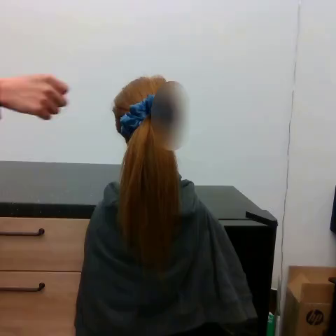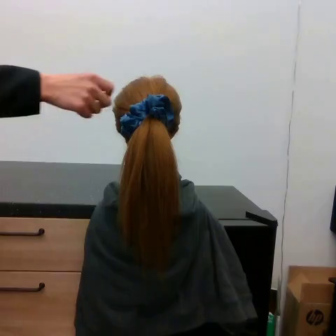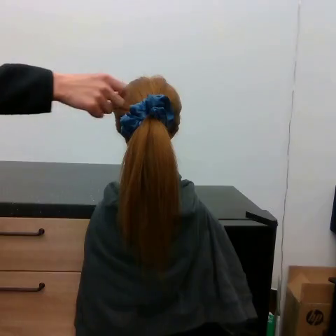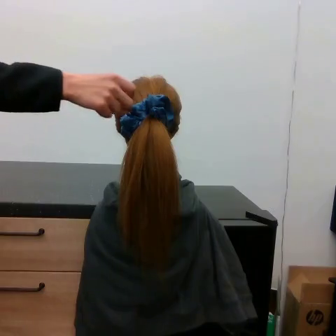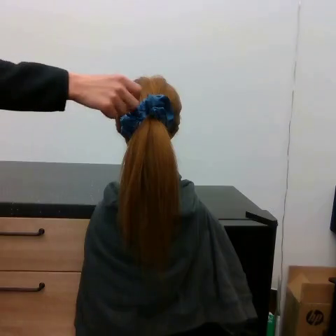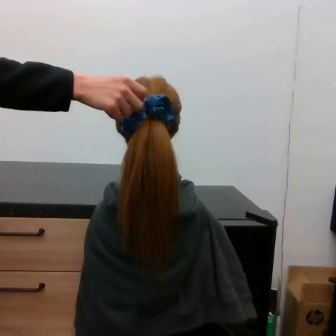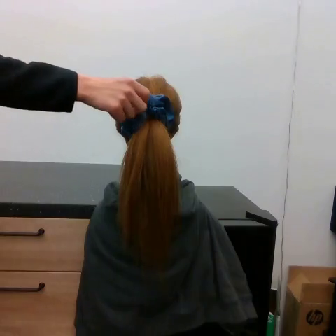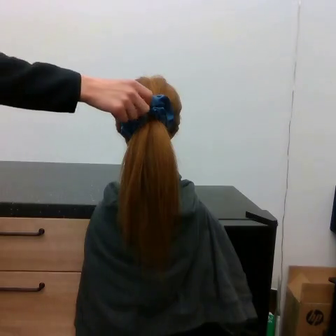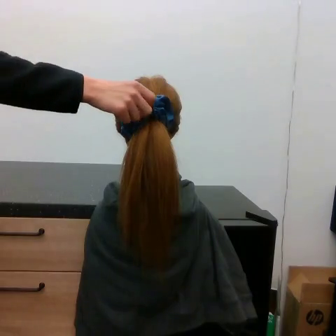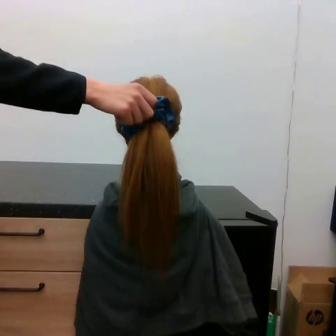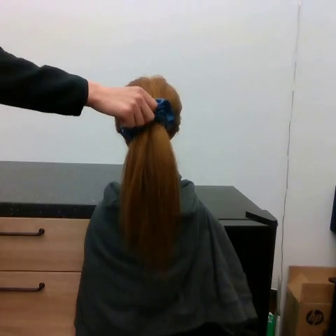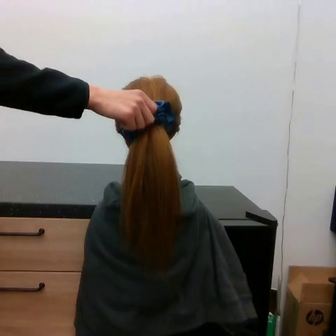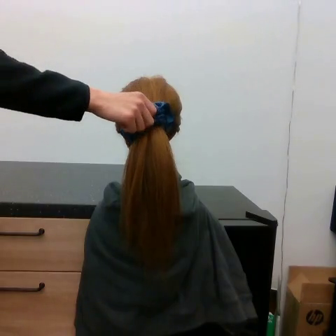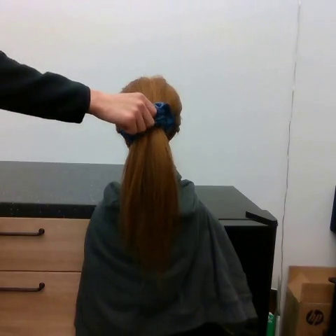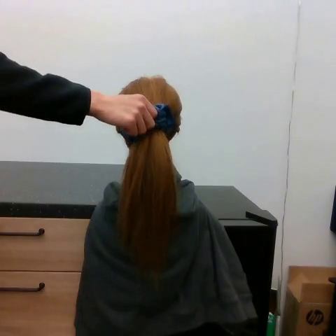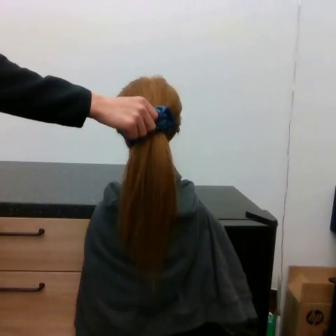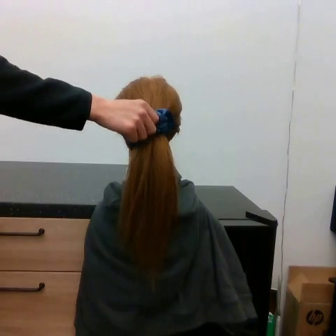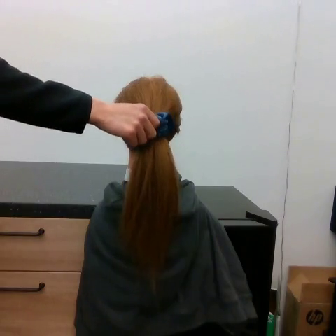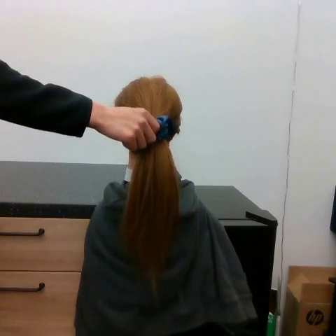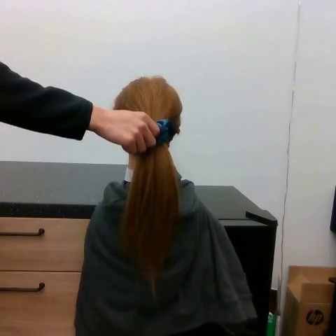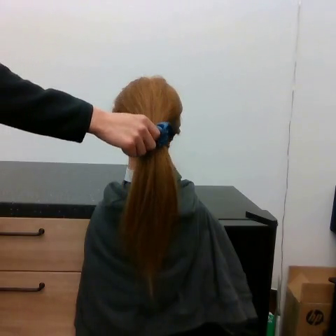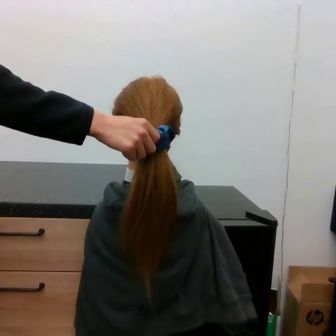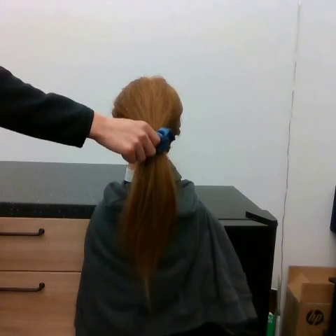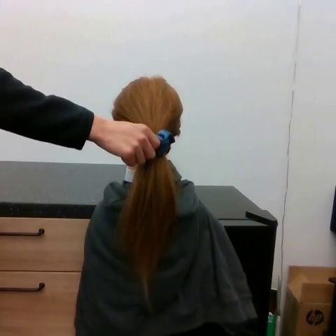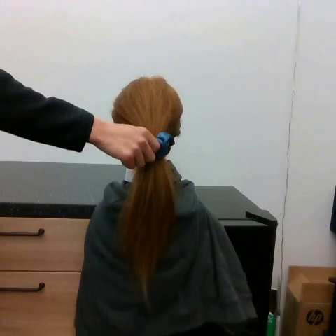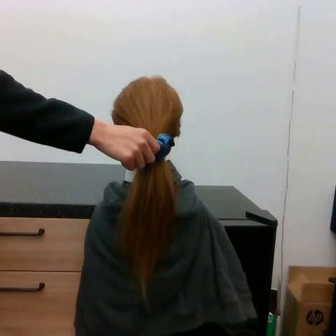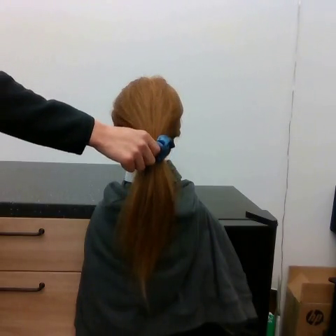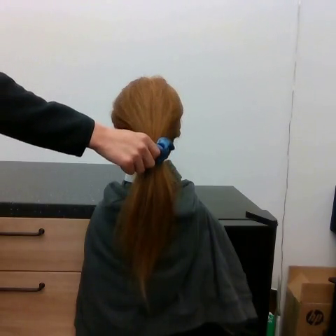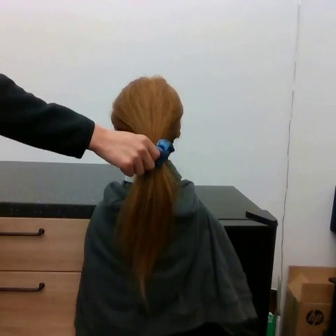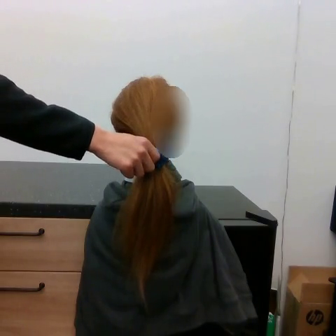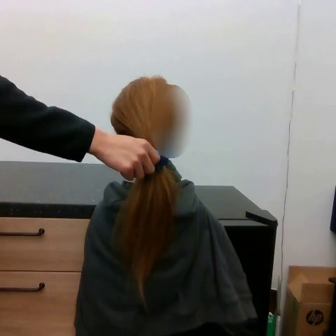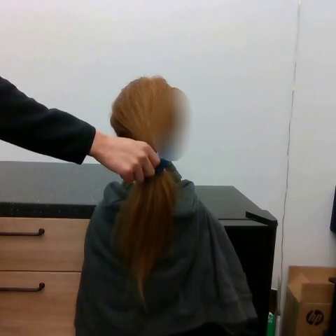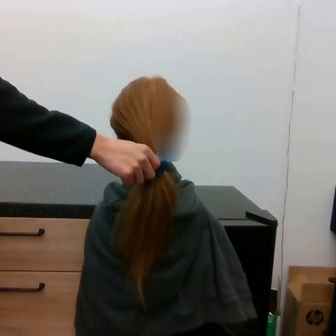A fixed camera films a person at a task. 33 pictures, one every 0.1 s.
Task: remove hair tie.
0.0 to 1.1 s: The hand goes to the right.
1.1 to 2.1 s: The hand goes downward.
2.1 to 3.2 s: The hand goes downward.
